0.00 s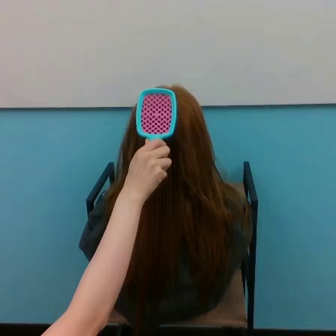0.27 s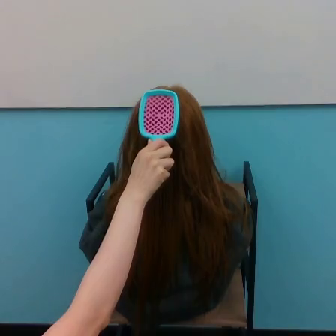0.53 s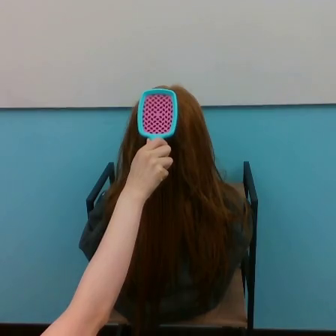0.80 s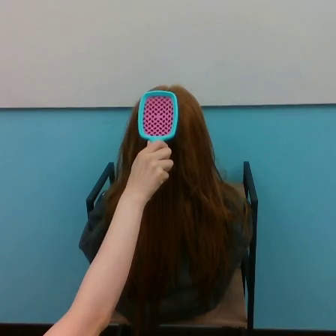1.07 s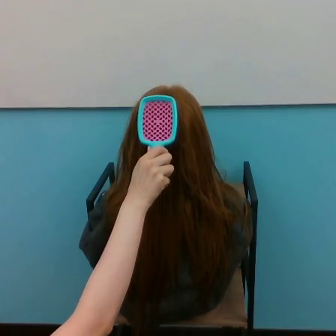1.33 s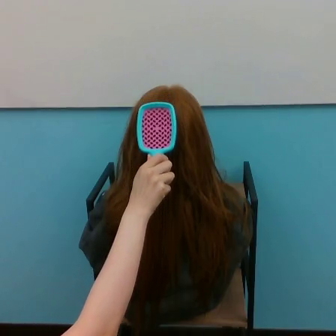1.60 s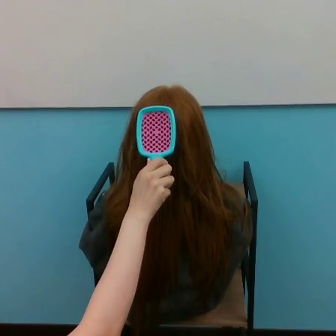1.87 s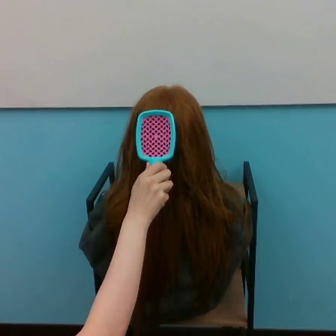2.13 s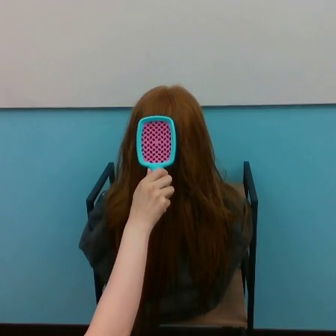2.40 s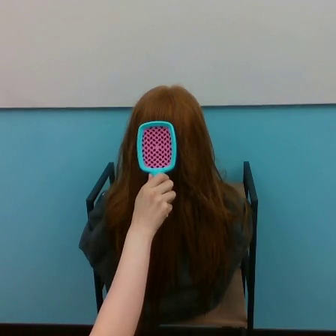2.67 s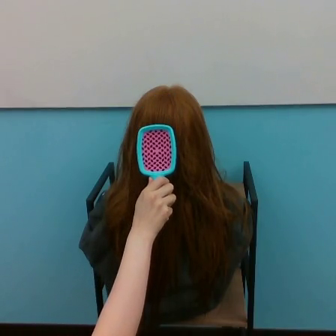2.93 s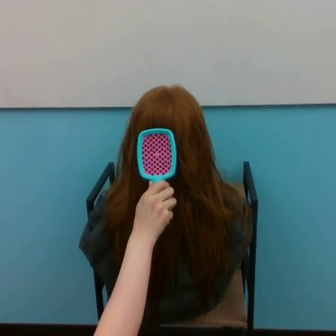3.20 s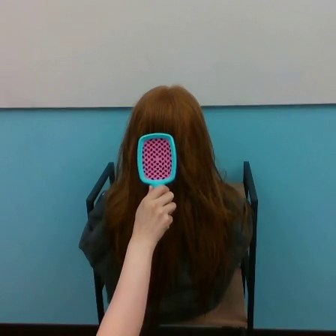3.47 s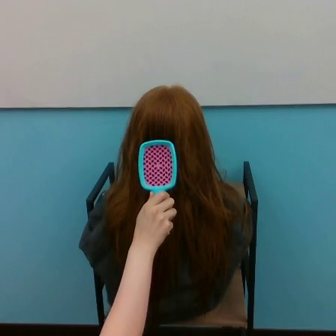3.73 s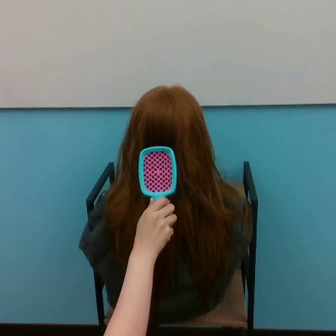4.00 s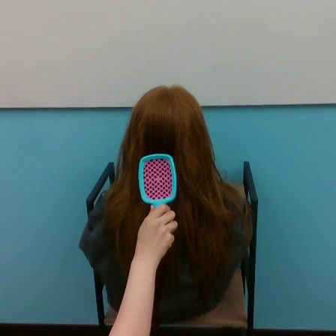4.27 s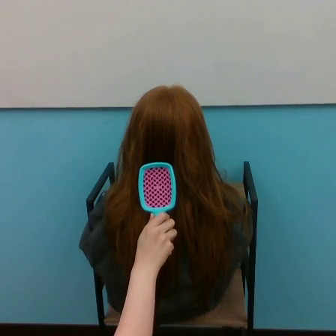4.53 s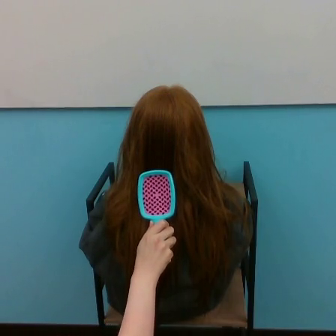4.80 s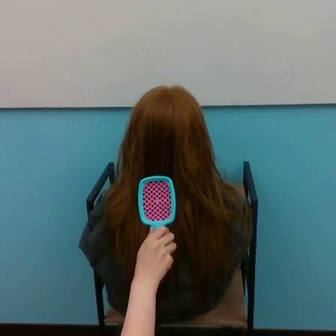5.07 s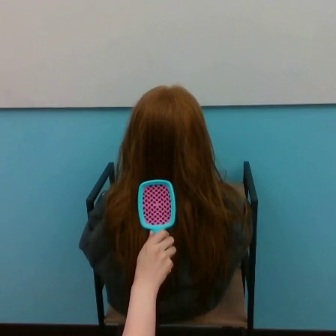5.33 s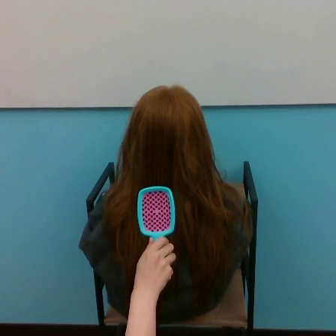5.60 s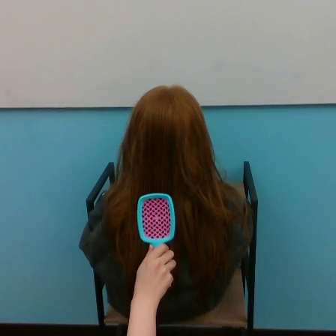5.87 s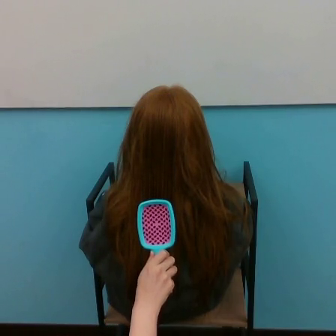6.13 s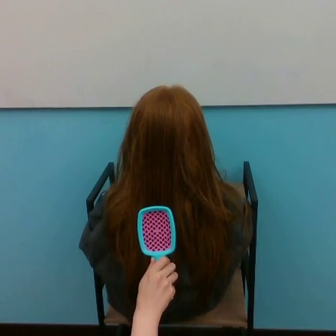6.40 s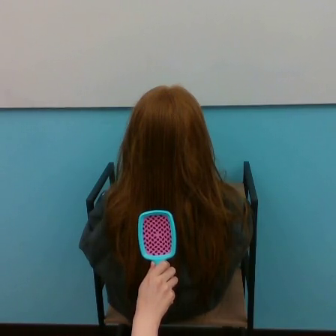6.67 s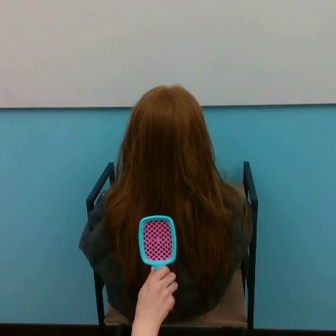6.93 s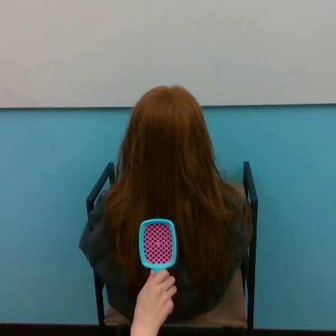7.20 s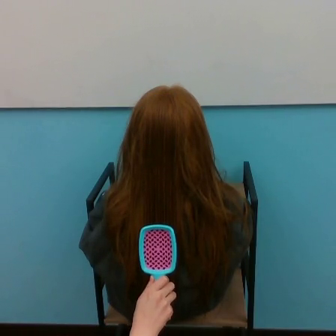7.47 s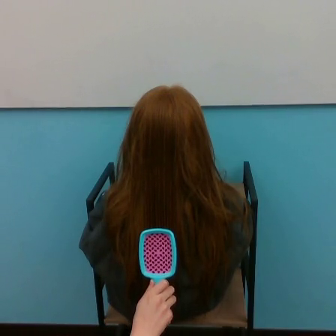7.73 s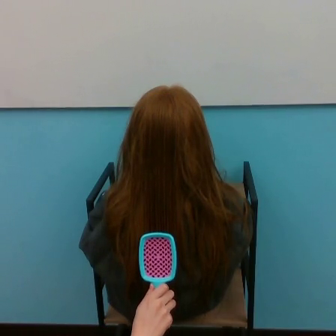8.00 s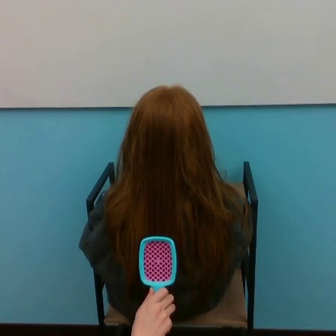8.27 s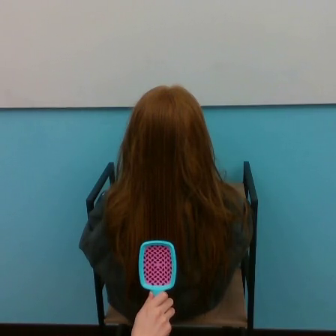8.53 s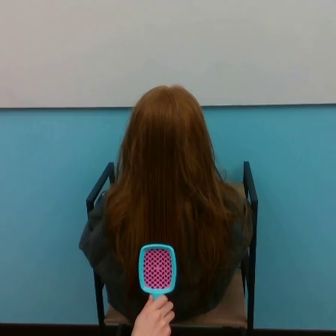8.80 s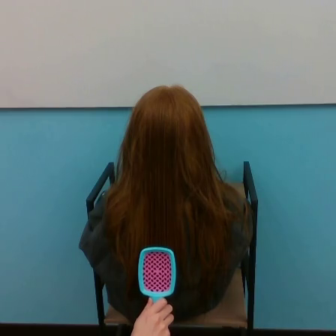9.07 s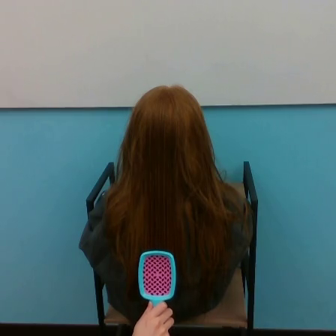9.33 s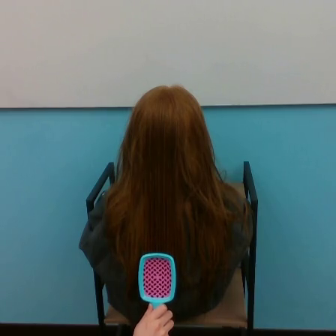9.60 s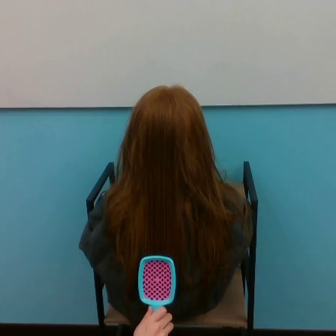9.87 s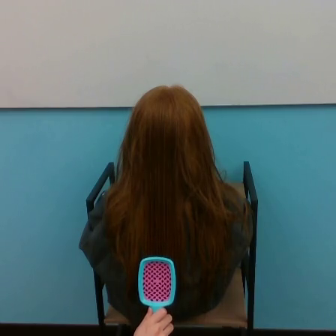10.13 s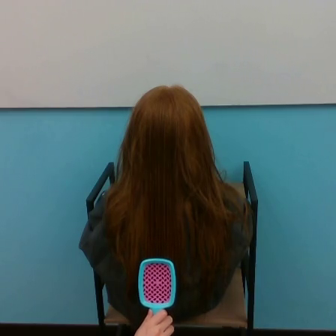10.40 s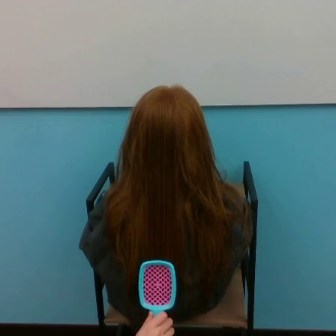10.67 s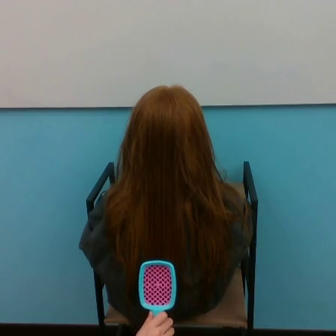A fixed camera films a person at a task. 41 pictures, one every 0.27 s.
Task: brush hair.
Motion: move downward.
0.00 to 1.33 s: The hand goes downward.
1.33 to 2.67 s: The hand goes downward.
2.67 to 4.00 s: The hand goes downward.
4.00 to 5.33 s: The hand goes downward.
5.33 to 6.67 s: The hand goes downward.
6.67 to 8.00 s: The hand goes downward.
8.00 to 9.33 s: The hand moves only a little.
9.33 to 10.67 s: The hand stays where it is.
